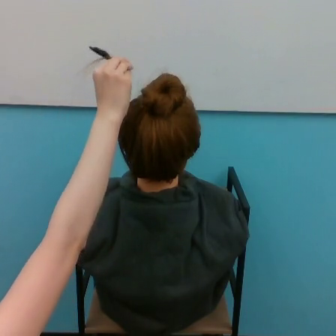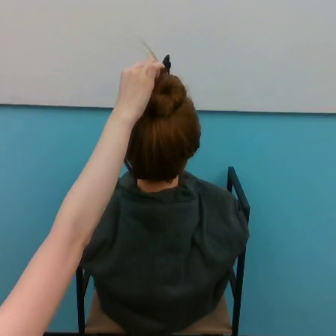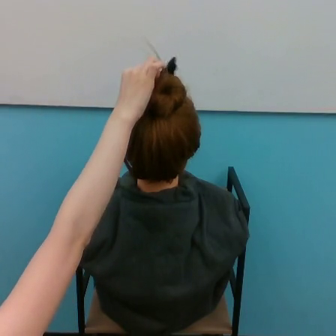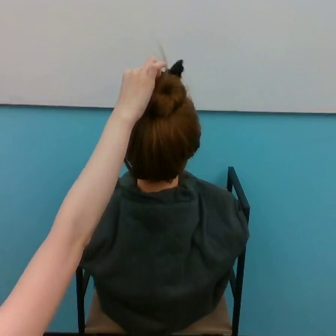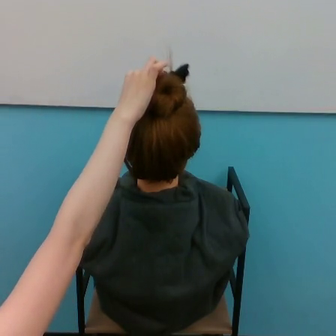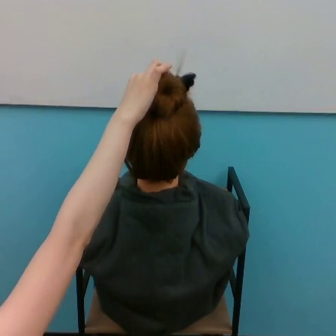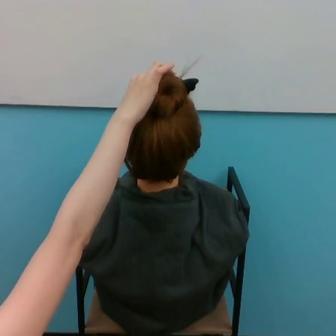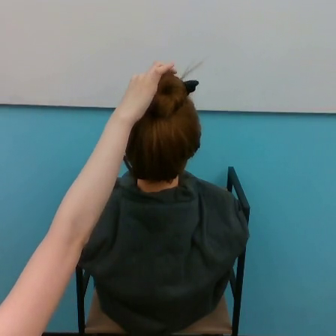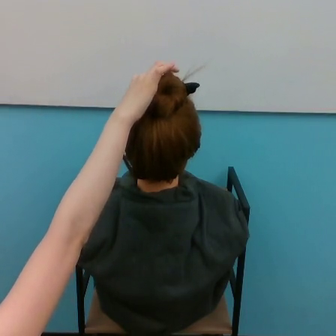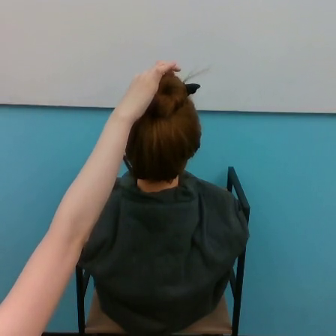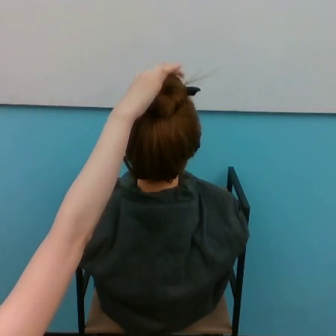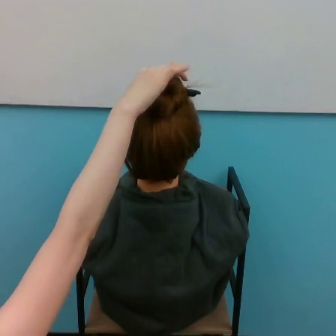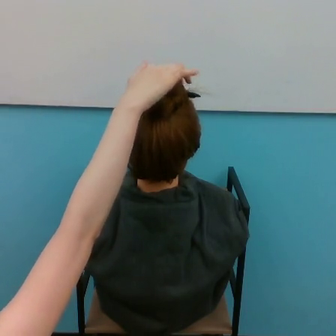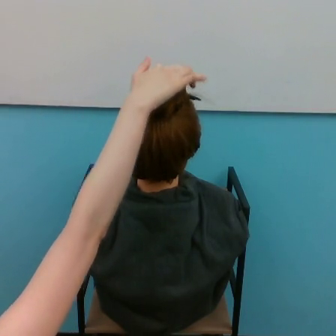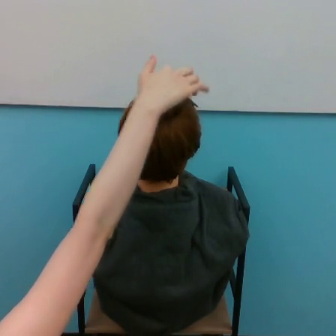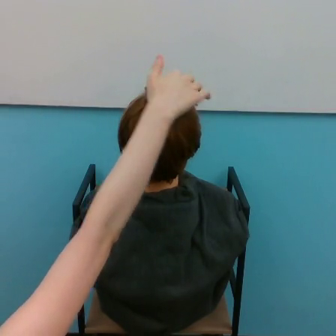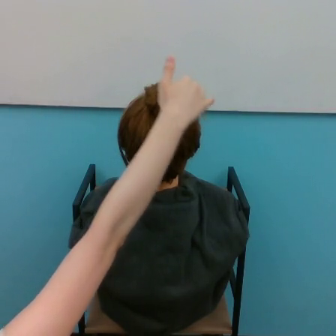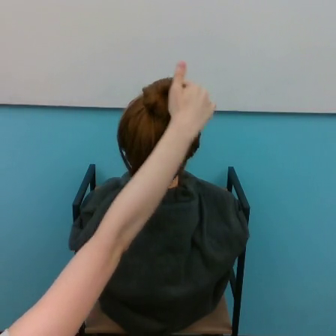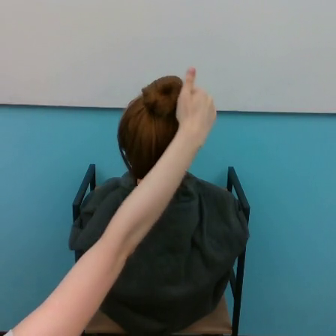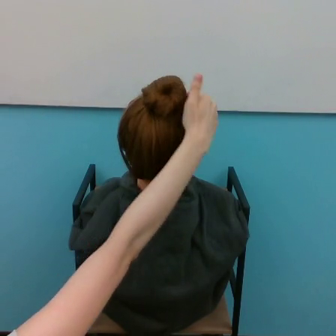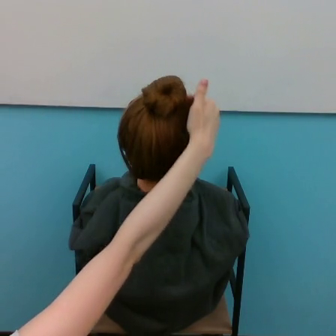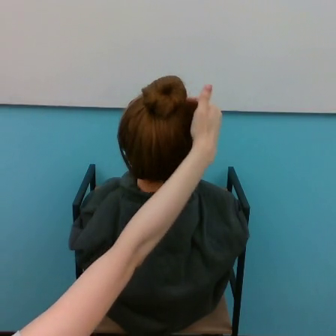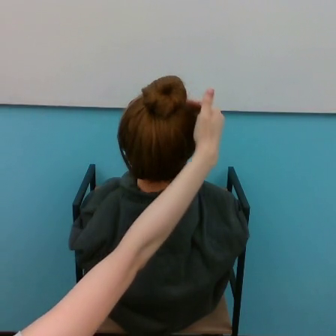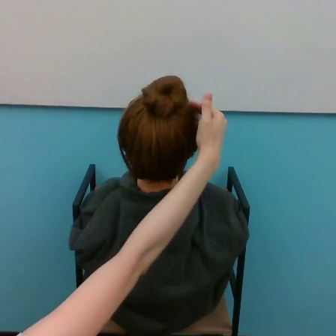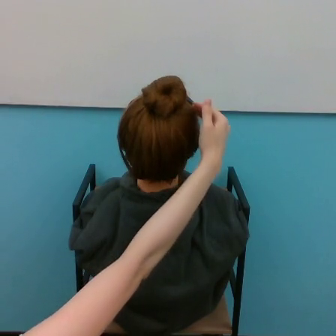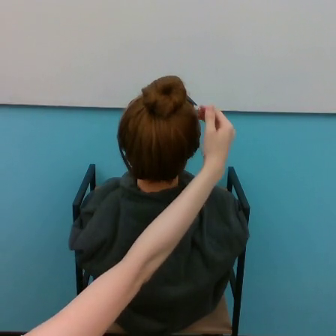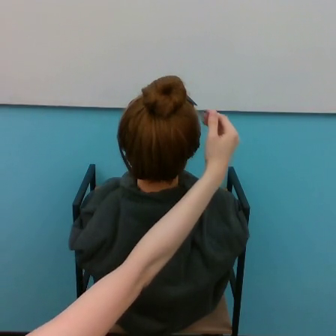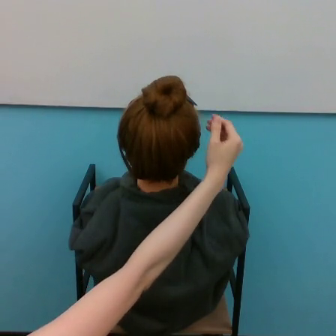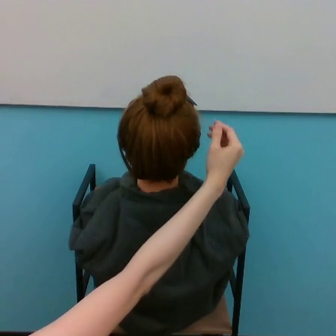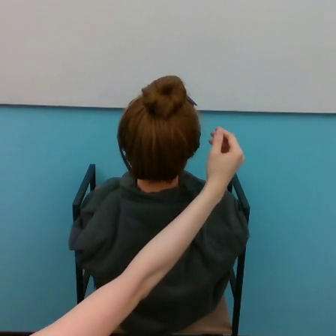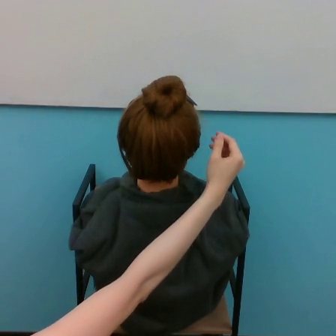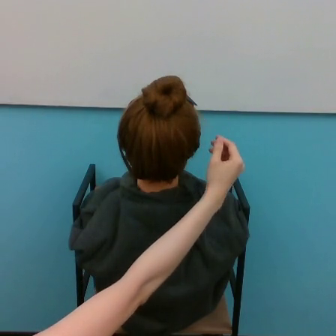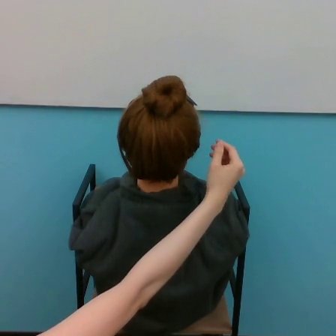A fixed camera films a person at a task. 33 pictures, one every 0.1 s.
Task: tidy back hair.
0.0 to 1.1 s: The hand goes to the right.
1.1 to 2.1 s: The hand goes to the right and downward.
2.1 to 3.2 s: The hand goes downward.
